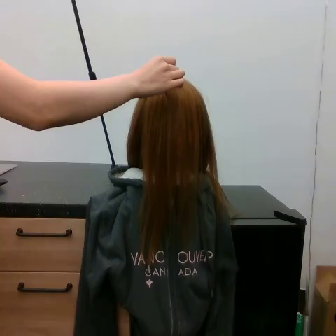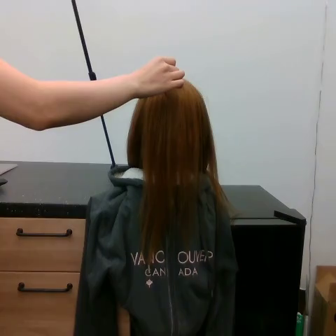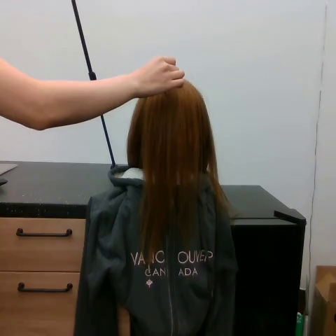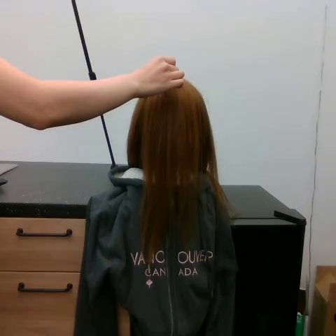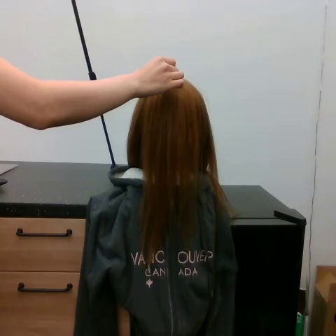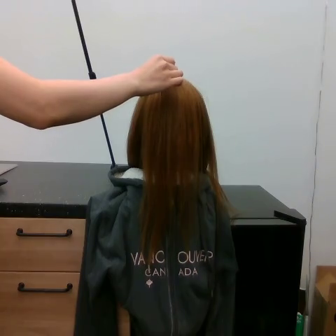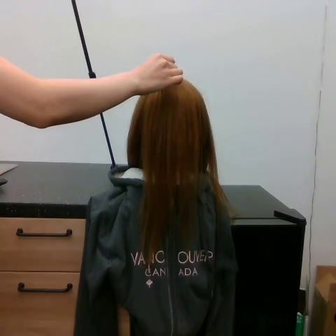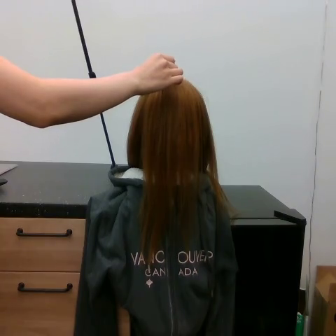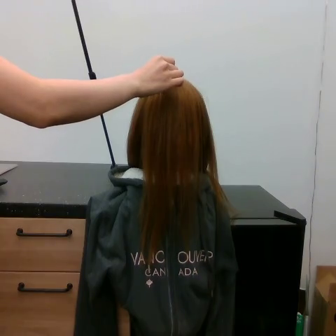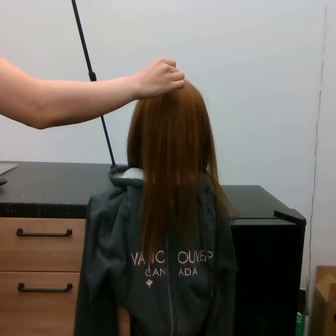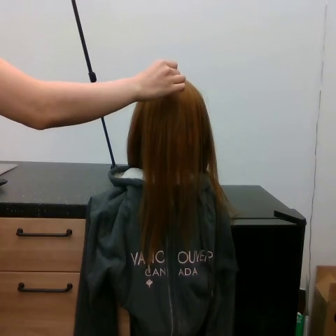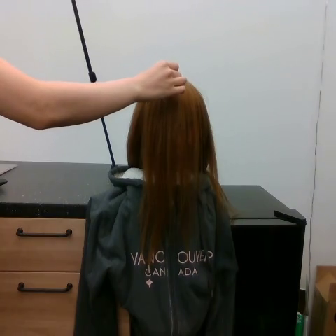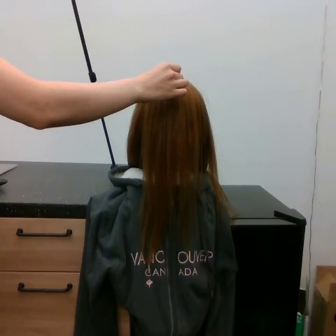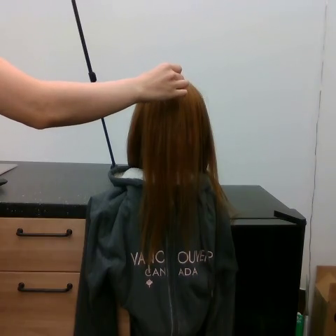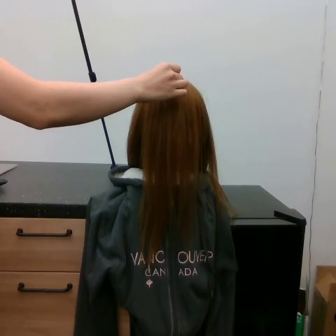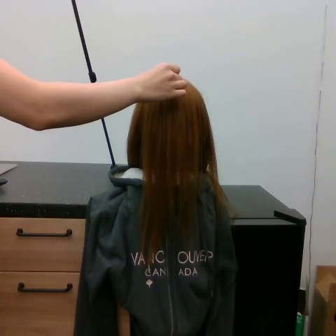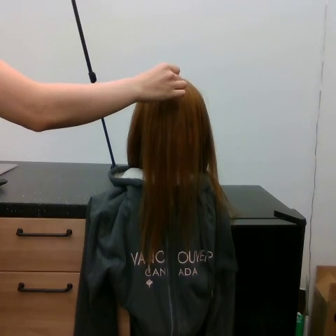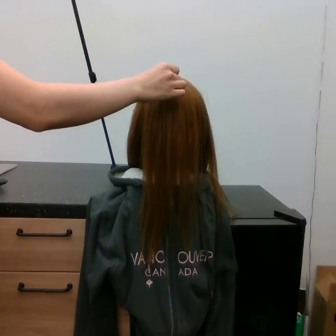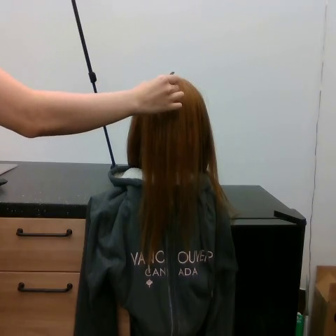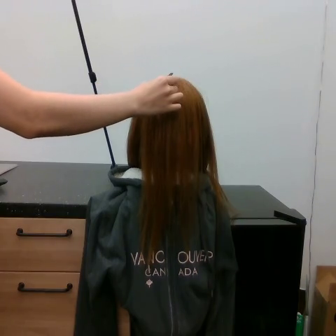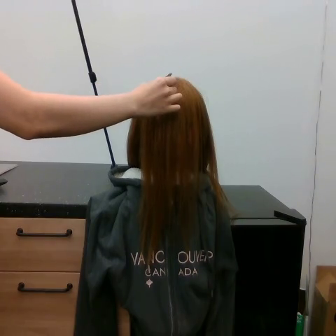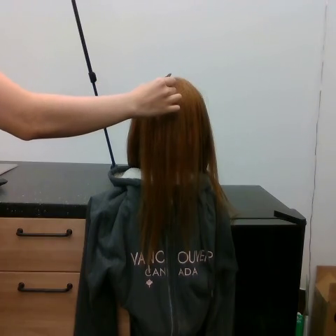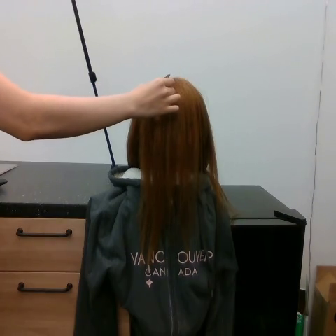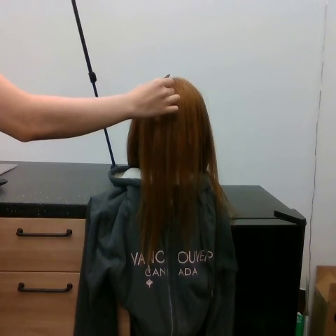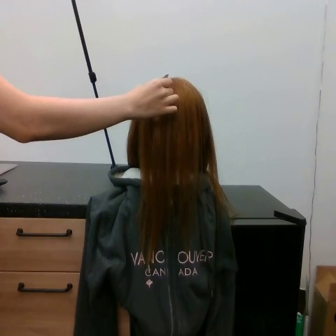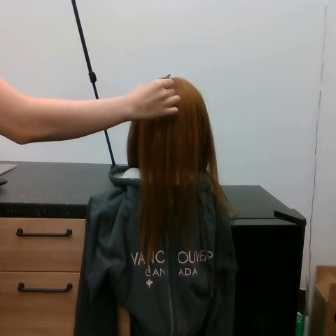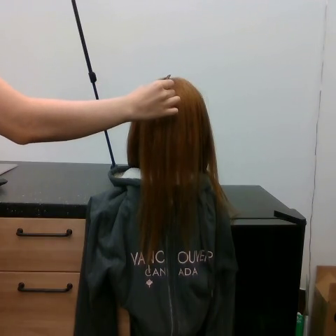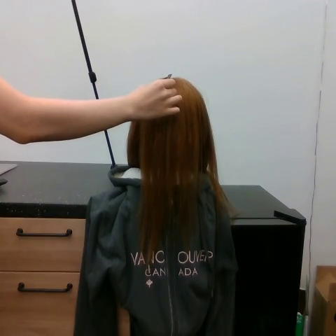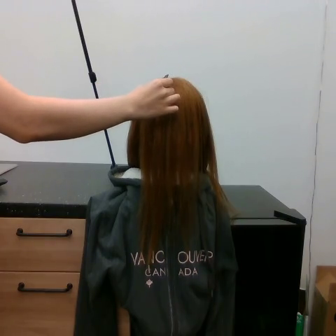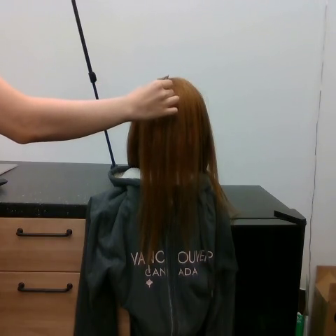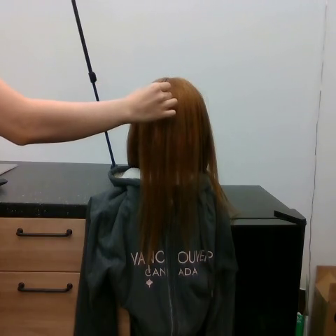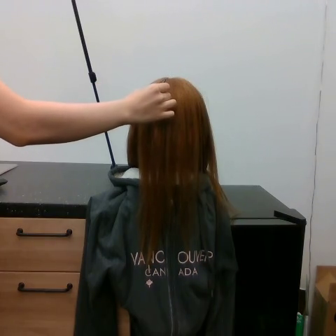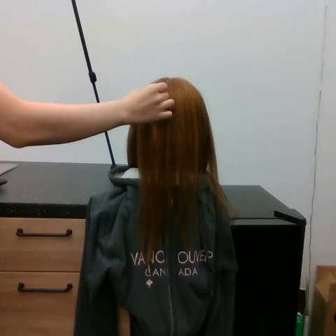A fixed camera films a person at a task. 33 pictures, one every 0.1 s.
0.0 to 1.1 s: The hand moves only a little.
1.1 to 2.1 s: The hand goes downward.
2.1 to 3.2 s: The hand moves only a little.
Task: part hair.
